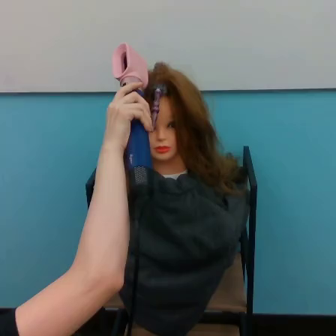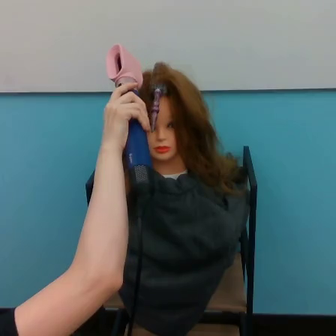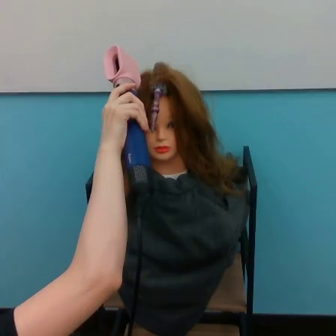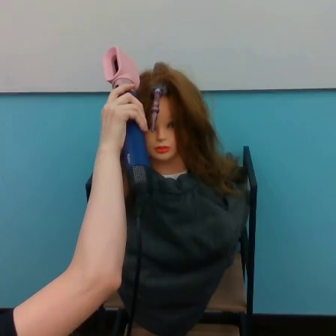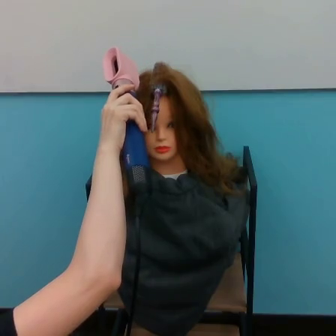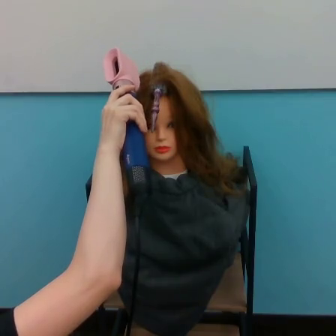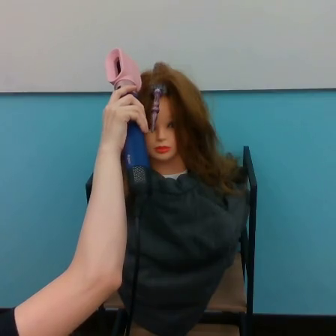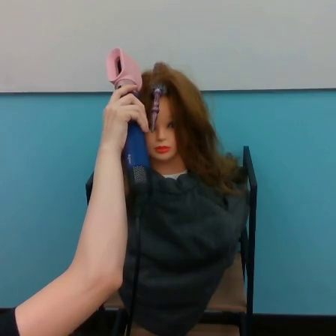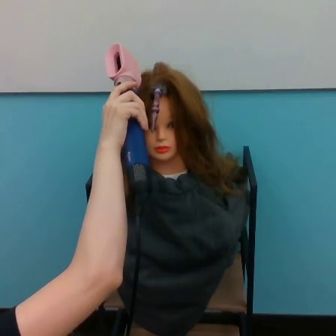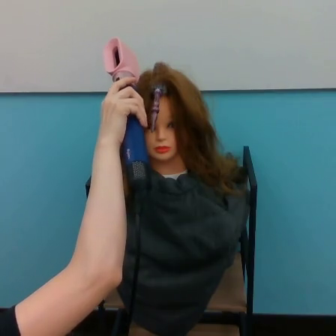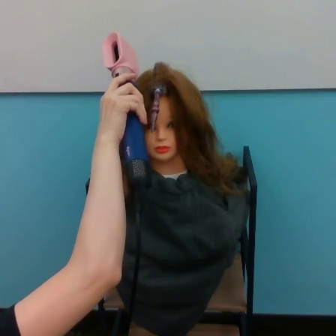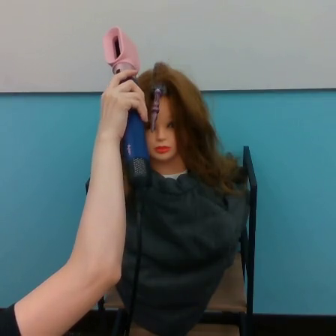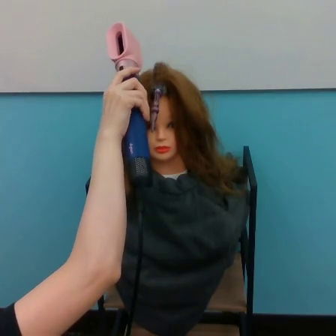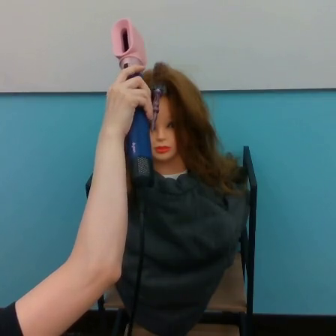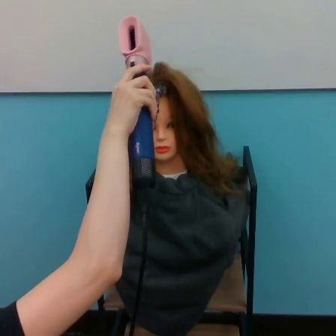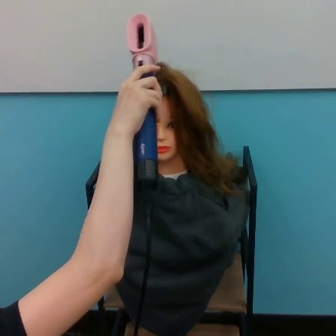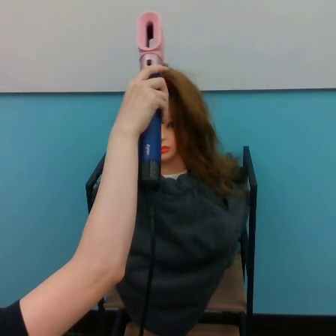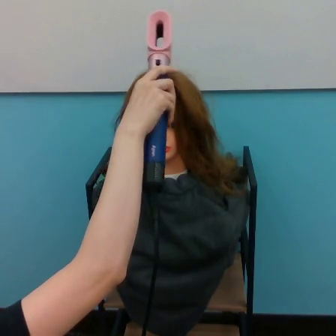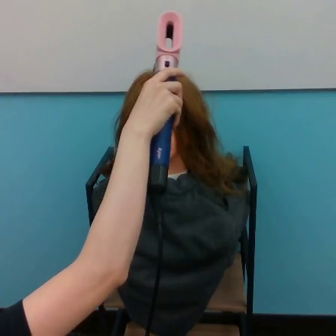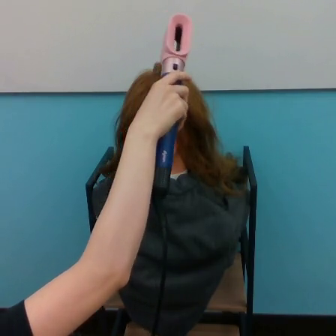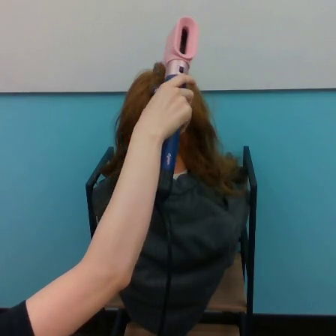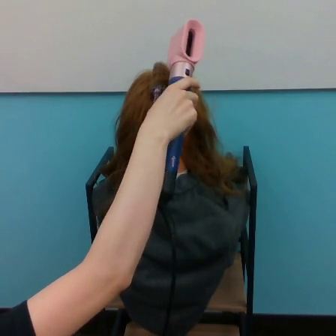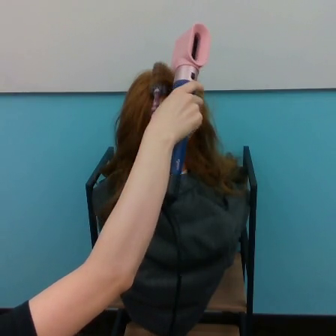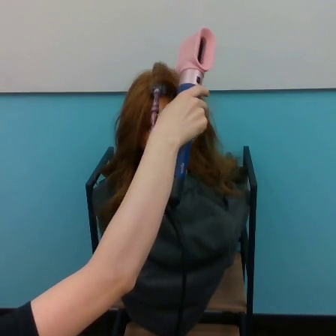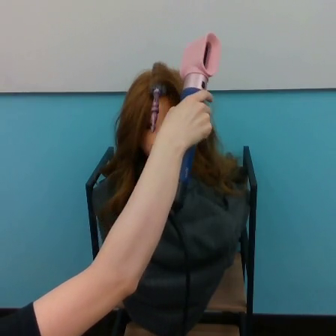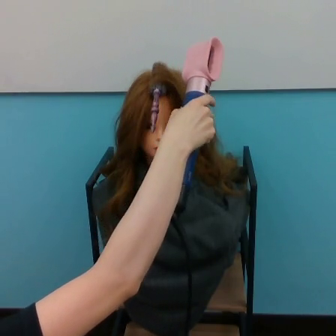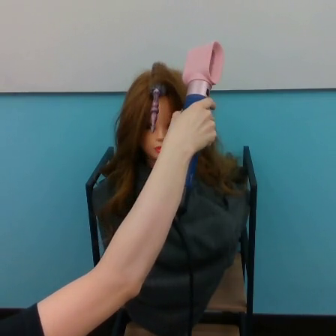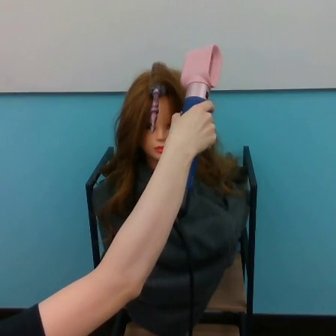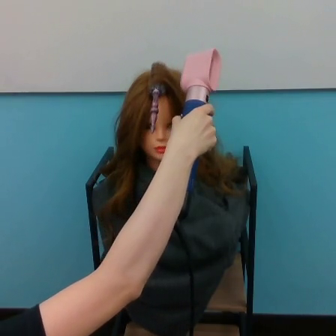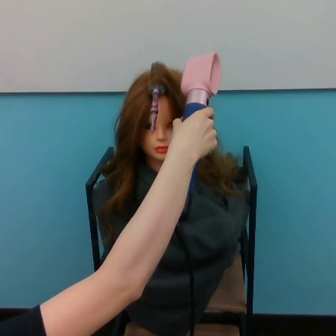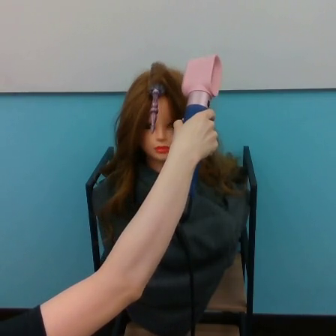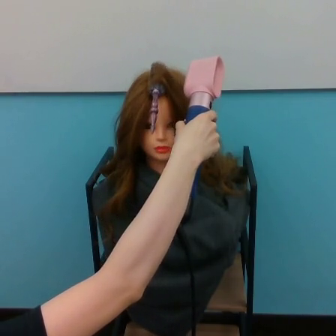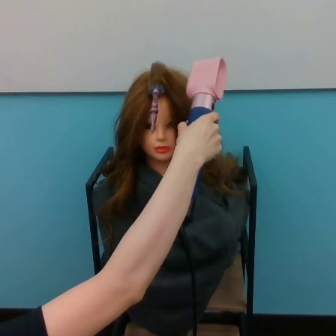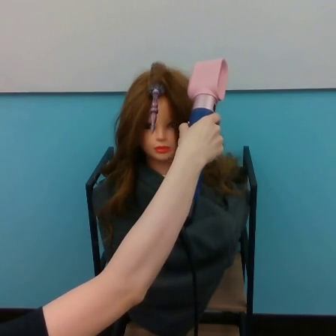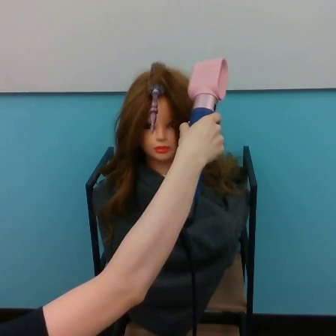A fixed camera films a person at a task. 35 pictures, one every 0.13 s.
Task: volume hair.
Motion: move to the right following a concave curve.
0.00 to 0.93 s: The hand moves only a little.
0.93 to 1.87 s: The hand goes upward, on a clockwise arc.
1.87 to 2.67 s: The hand goes to the right.
2.67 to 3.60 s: The hand goes to the right and downward.
3.60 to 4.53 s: The hand moves only a little.
